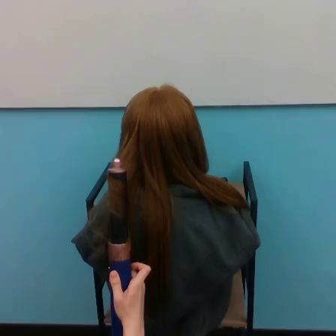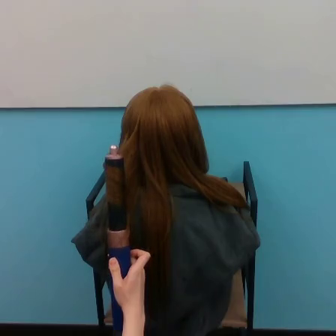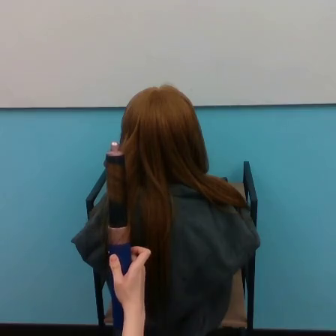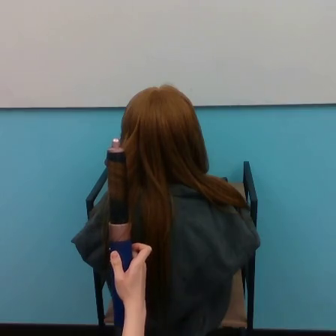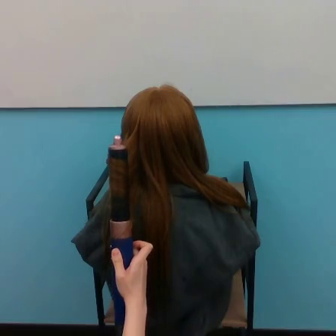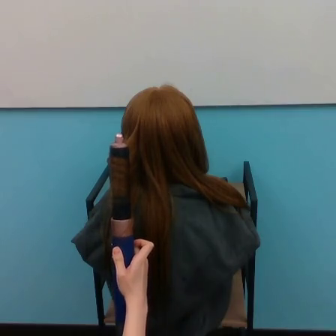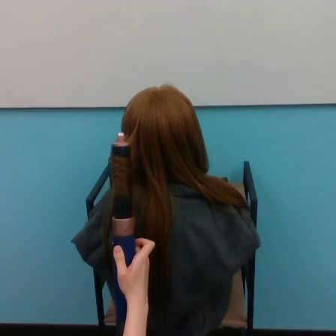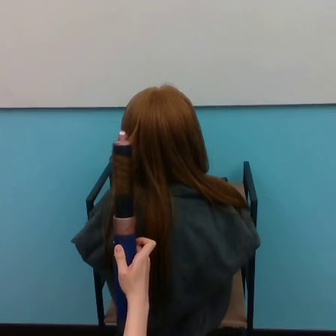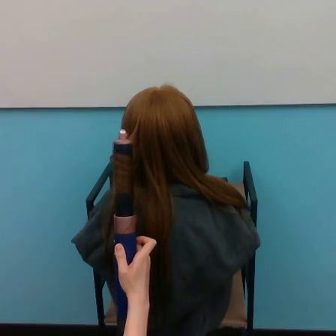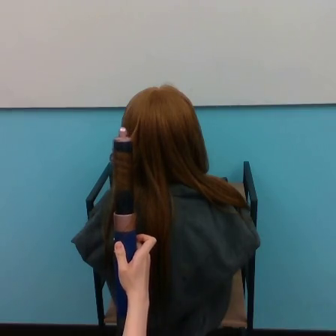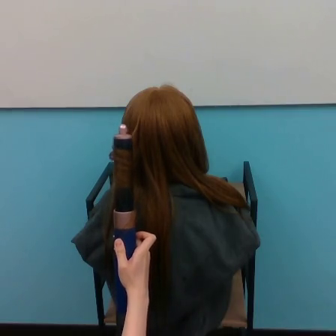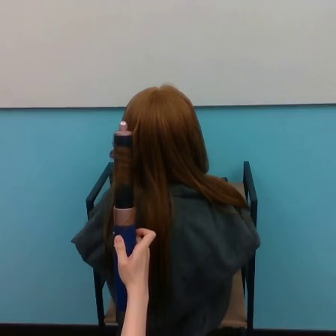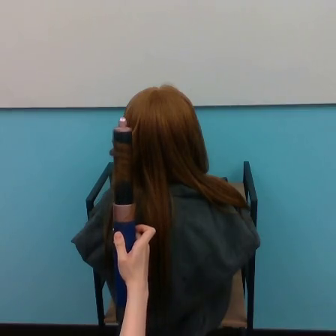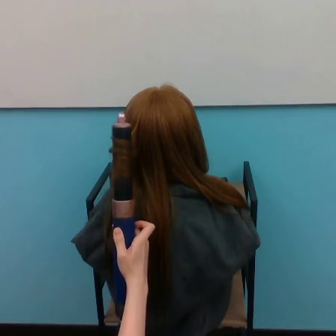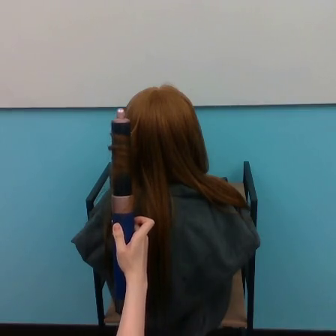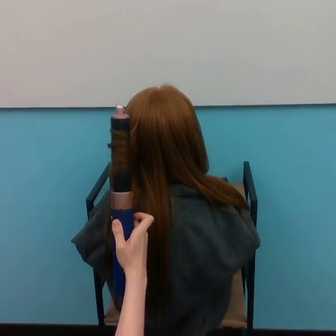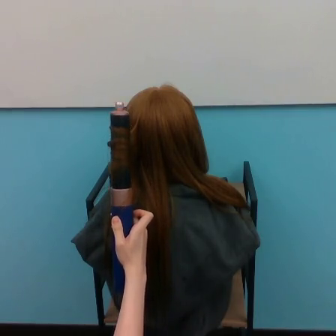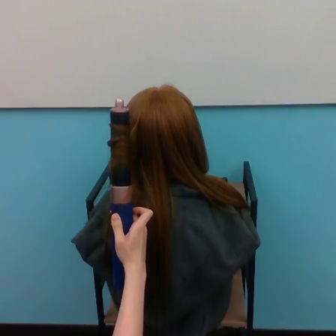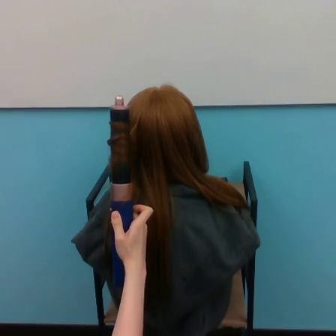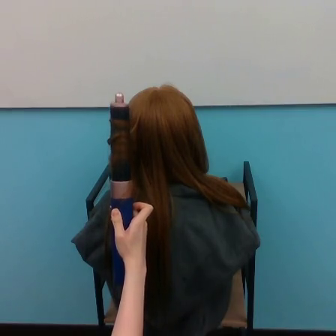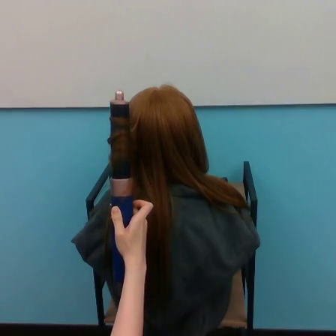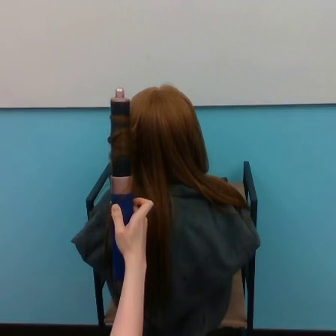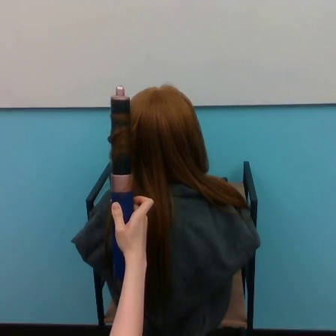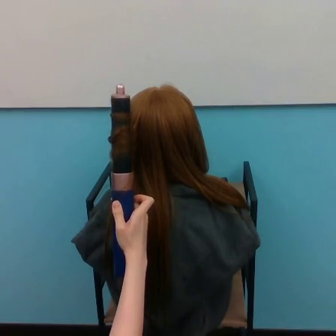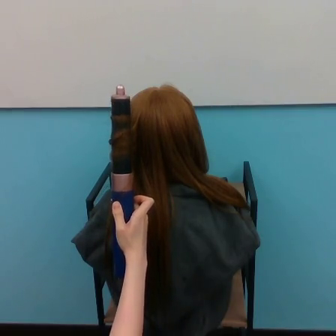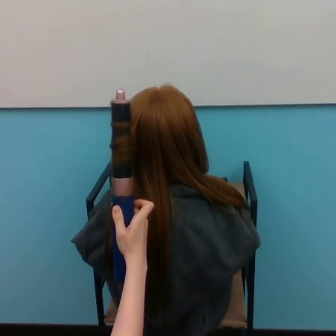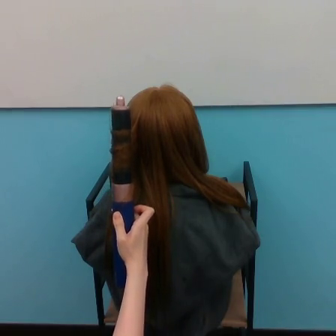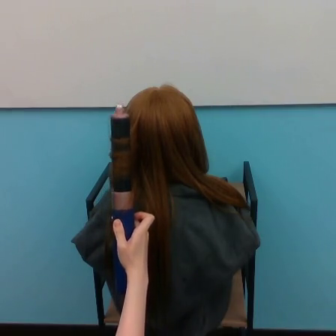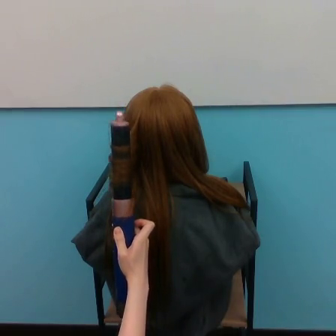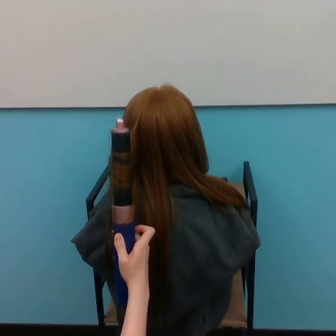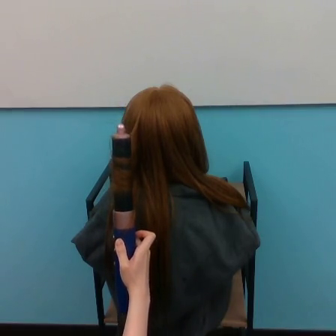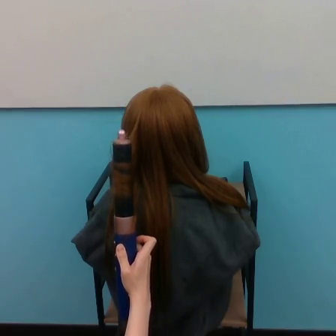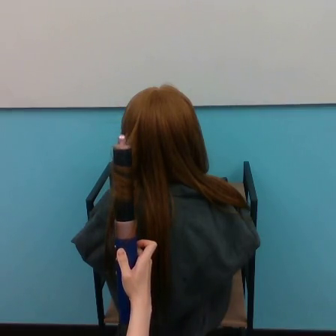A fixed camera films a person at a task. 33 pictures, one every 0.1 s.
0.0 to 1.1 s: The hand goes upward.
1.1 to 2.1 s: The hand goes upward.
2.1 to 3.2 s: The hand goes downward.
Task: curl hair.
